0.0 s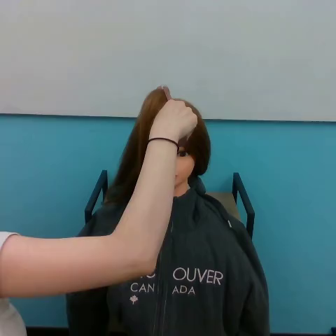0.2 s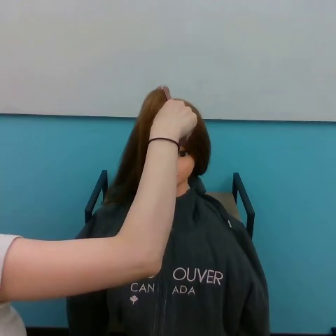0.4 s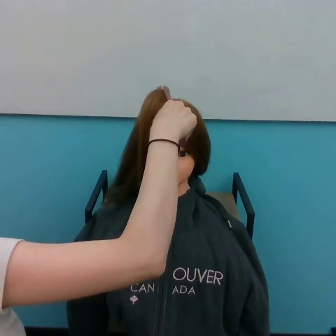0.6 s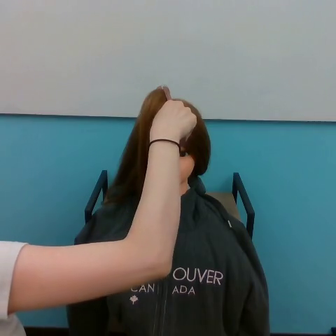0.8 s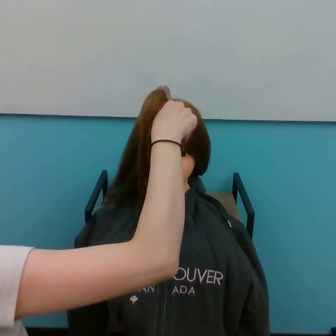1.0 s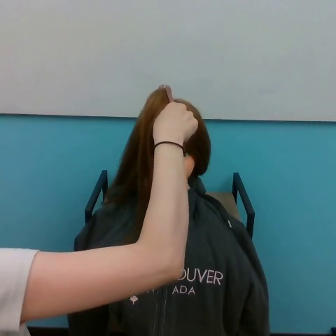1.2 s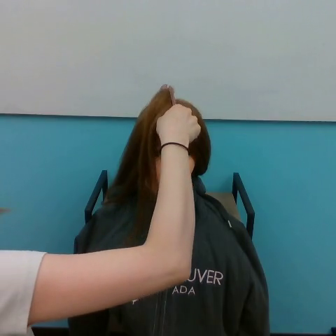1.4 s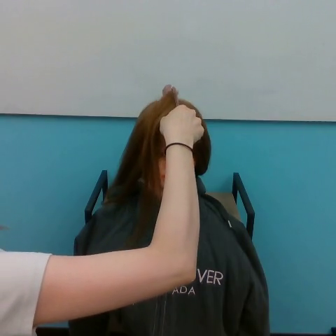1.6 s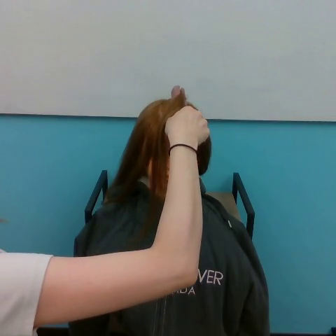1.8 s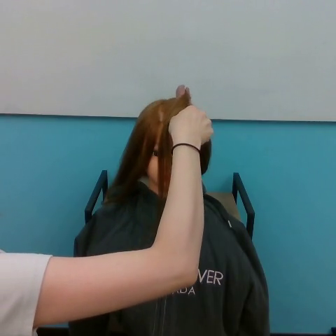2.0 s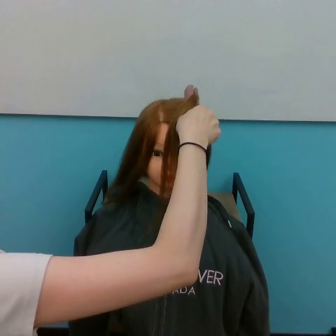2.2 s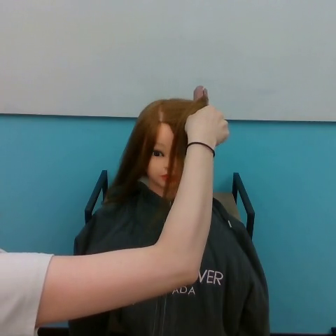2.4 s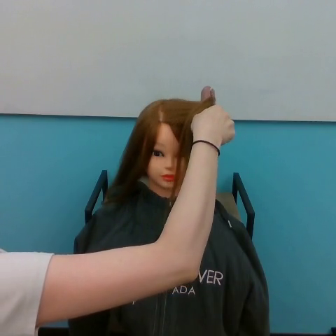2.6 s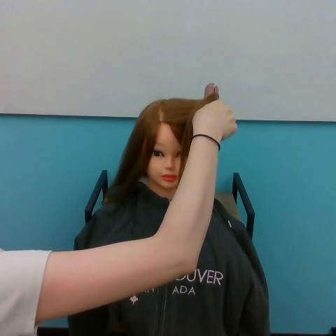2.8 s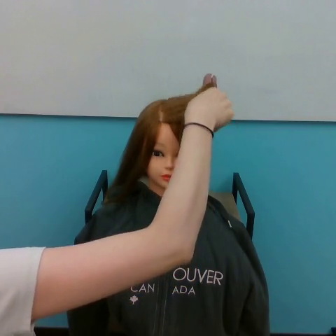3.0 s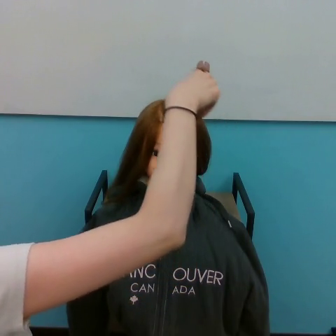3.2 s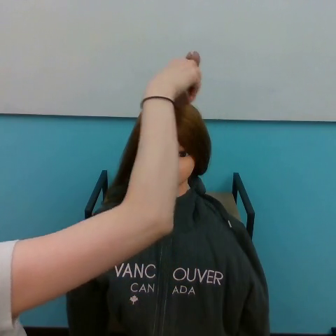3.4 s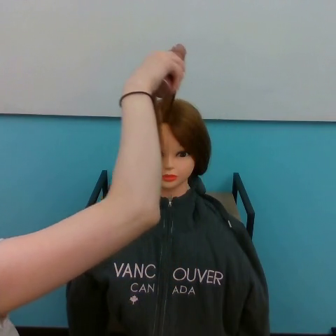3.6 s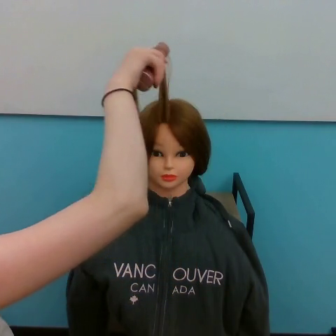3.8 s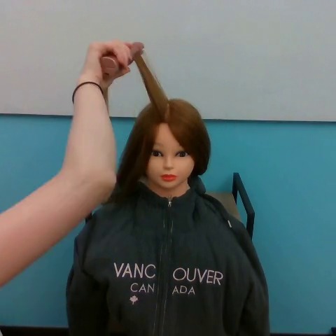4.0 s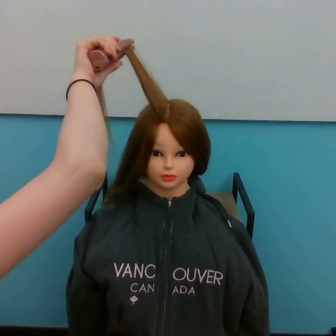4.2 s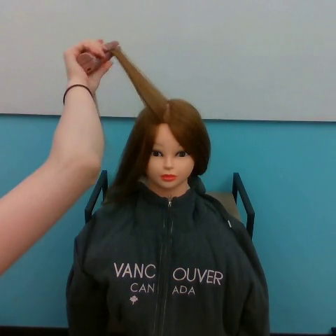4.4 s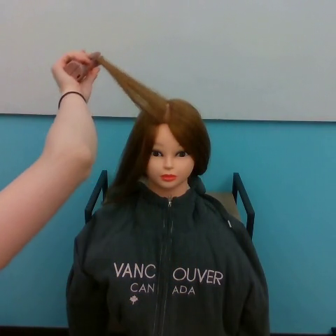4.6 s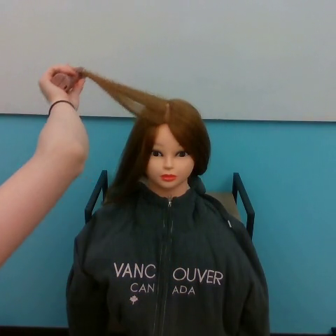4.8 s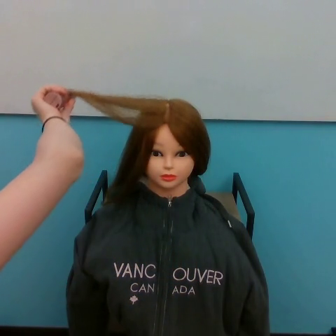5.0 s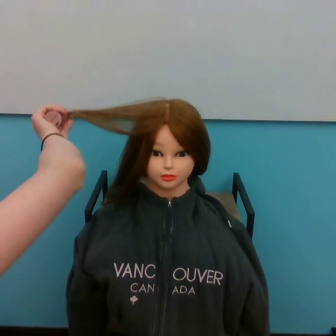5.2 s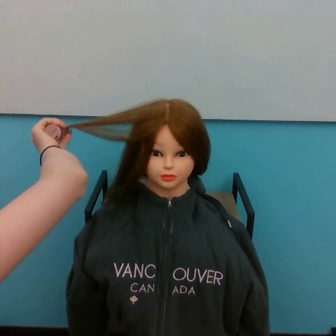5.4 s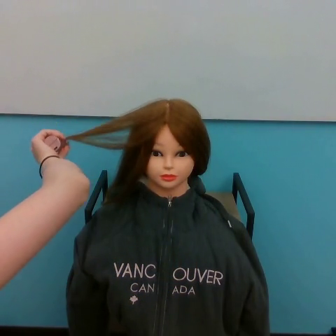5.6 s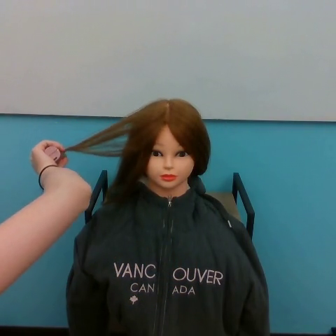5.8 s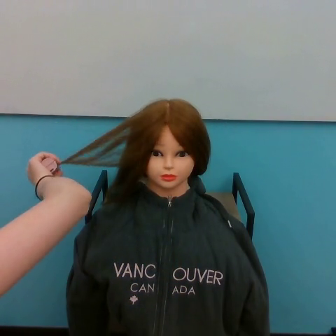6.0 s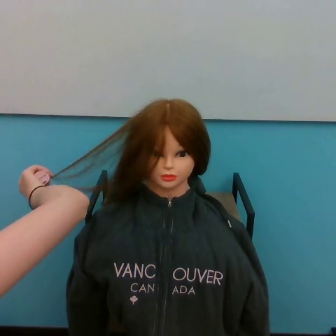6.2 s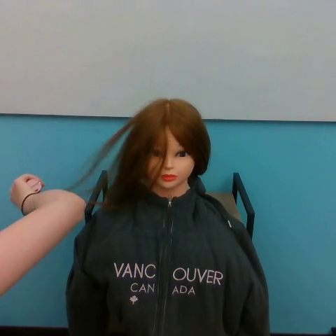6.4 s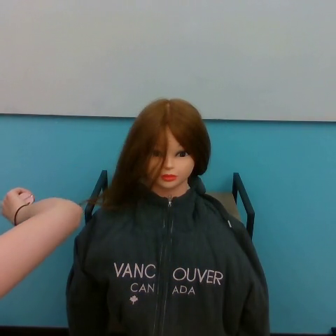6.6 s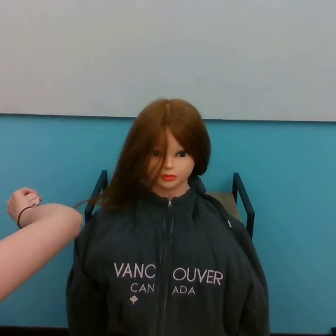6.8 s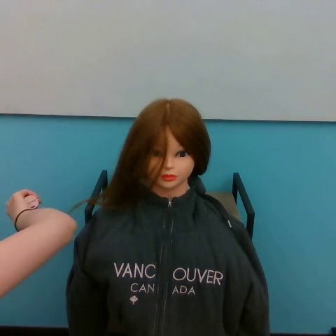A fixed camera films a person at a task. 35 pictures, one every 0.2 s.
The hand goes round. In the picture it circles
counterclockwise.
0.0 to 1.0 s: The hand stays where it is.
1.0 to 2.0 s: The hand goes to the right.
2.0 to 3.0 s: The hand goes upward, on a counterclockwise arc.
3.0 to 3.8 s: The hand goes to the left.
3.8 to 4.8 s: The hand goes to the left and downward.
4.8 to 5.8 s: The hand goes downward.
5.8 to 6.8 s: The hand goes downward and to the left.
In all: It circles counterclockwise, turning through about 270 degrees.
Task: straighten hair.
Motion: move to the right shortly, move upward and to the left, then move downward and to the left.
